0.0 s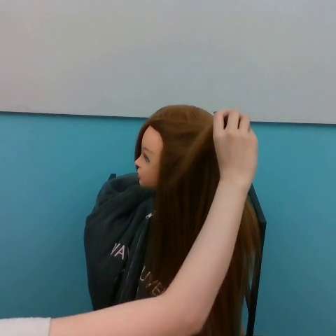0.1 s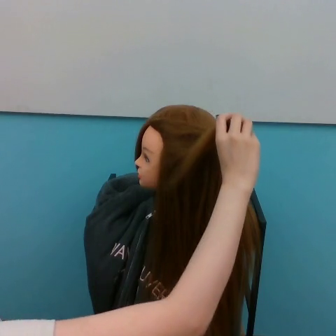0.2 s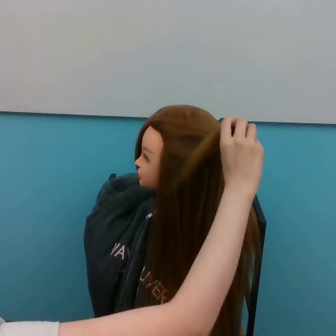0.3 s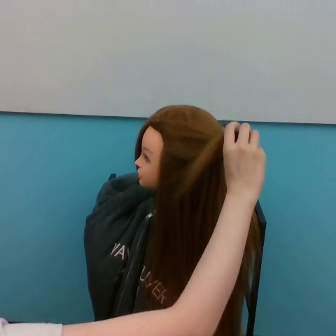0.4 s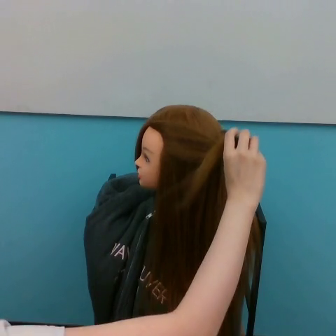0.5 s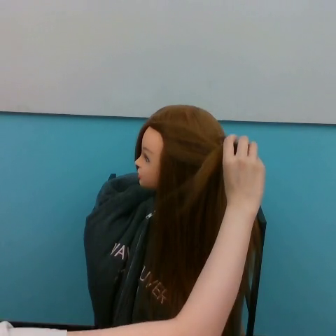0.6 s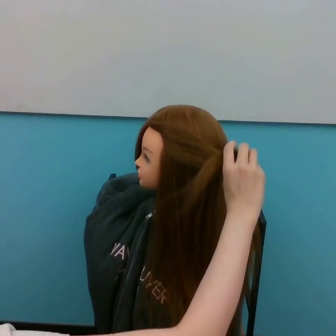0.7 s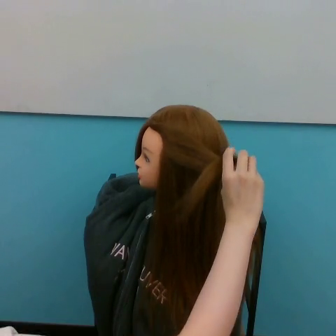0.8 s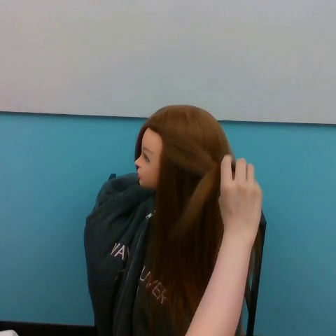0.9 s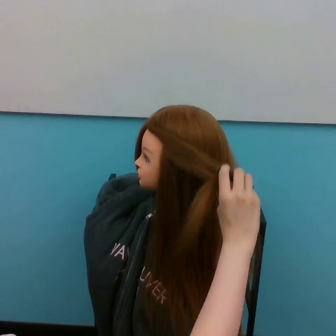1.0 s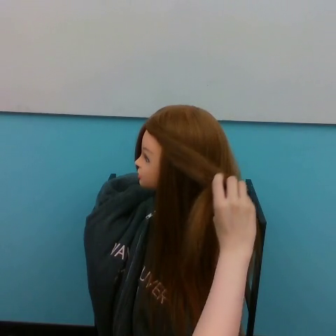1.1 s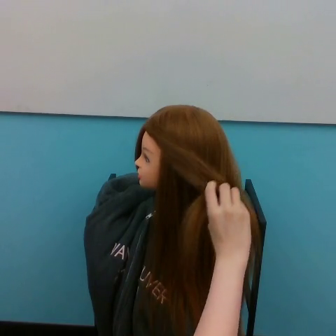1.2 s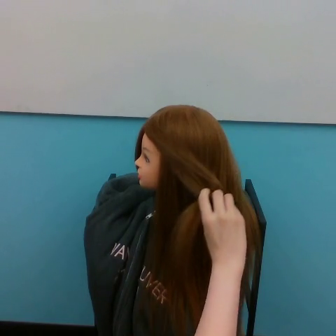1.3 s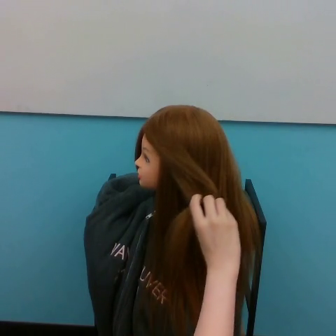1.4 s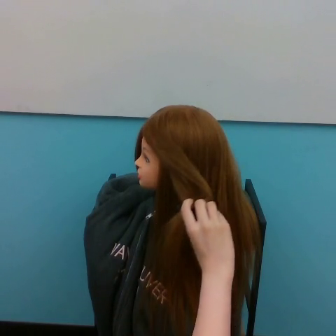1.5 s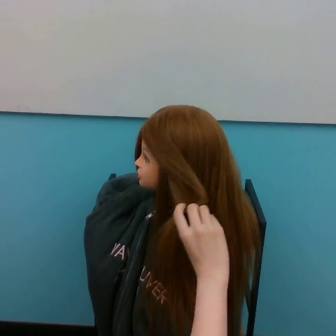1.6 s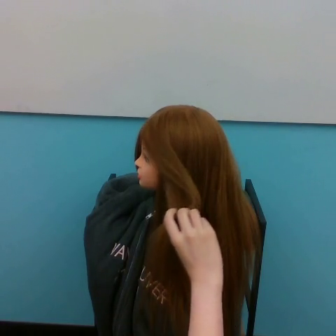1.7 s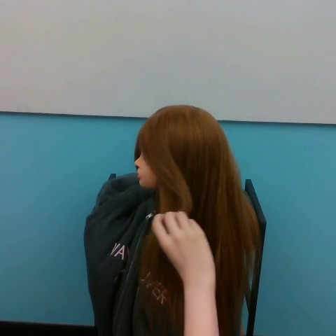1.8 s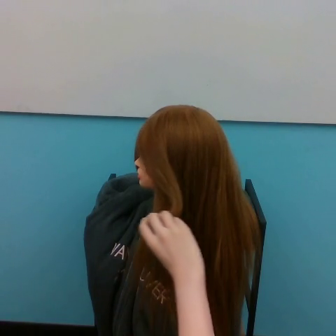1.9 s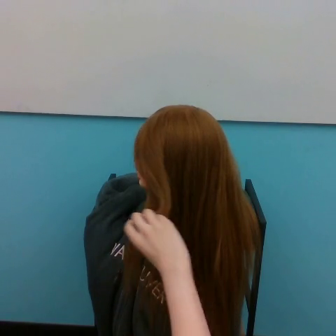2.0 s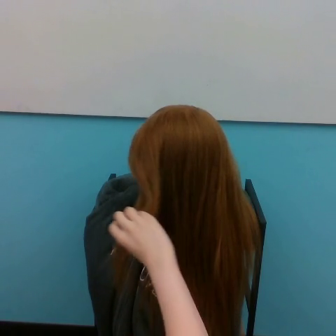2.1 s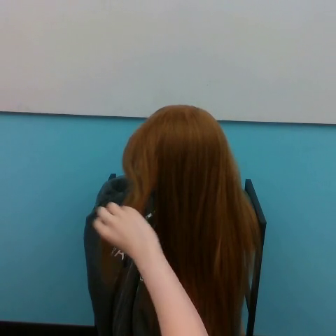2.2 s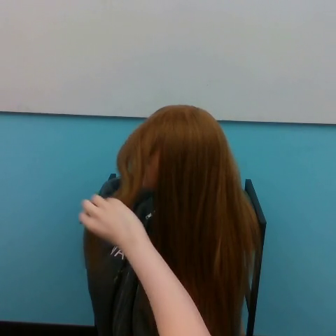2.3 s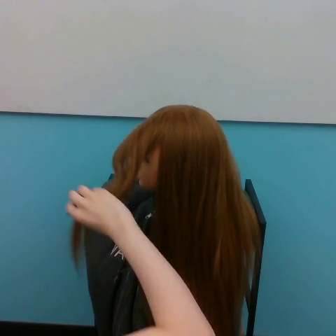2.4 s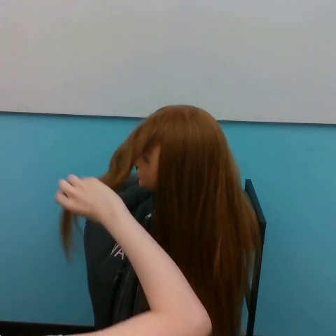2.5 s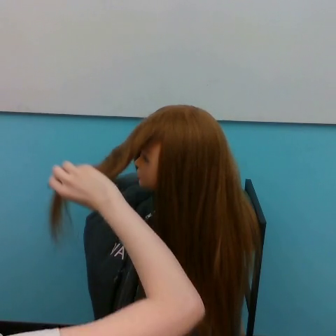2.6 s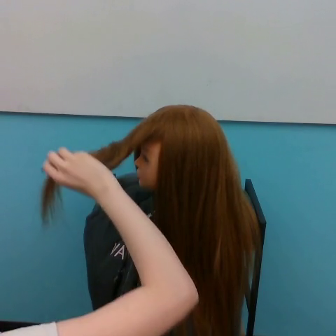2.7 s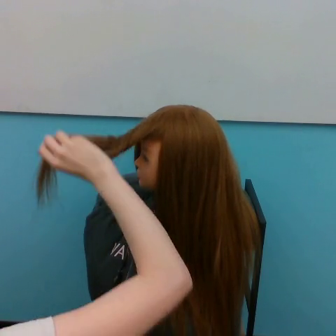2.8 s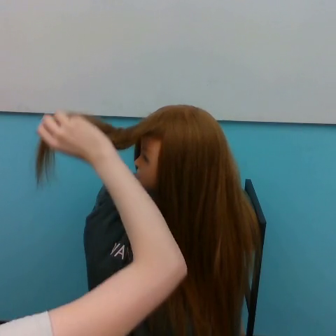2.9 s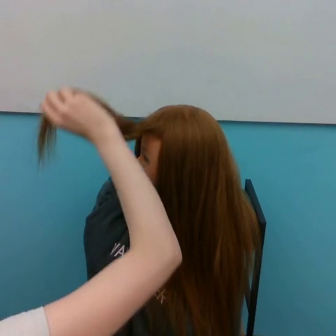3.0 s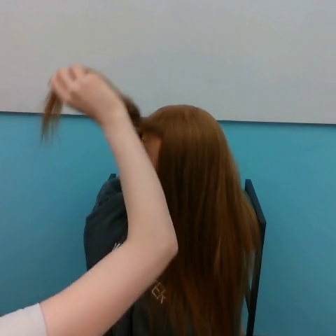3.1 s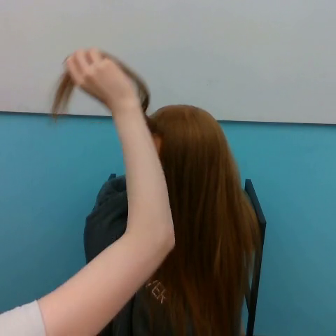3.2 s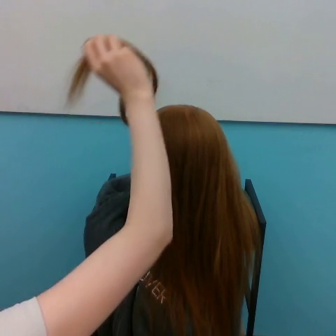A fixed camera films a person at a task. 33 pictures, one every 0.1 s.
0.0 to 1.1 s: The hand goes downward.
1.1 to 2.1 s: The hand goes to the left.
2.1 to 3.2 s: The hand goes upward, on a clockwise arc.
In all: It circles clockwise, turning through about 270 degrees.
Task: tidy side hair.
